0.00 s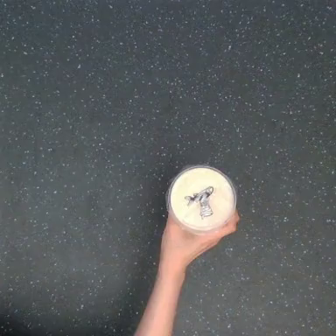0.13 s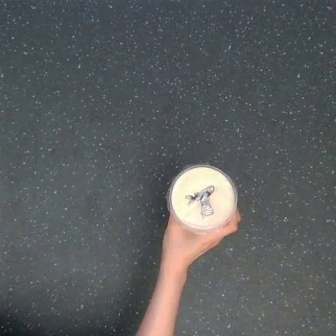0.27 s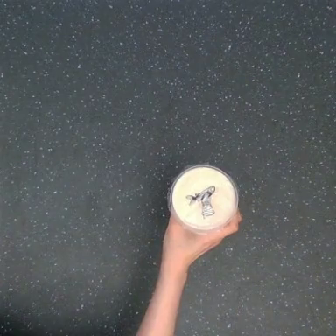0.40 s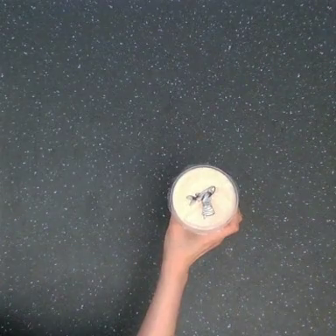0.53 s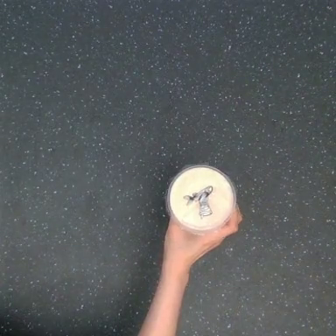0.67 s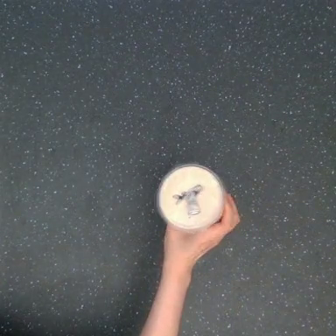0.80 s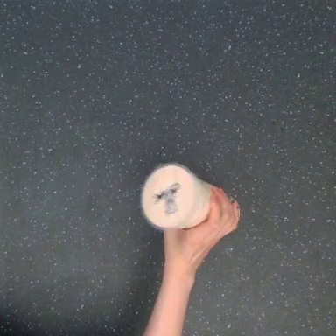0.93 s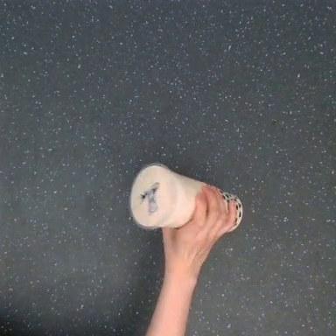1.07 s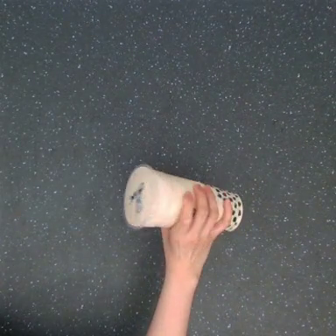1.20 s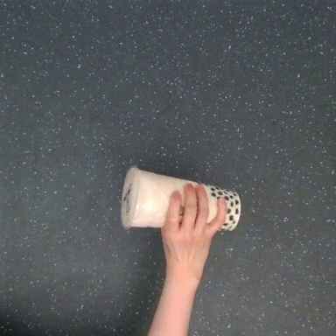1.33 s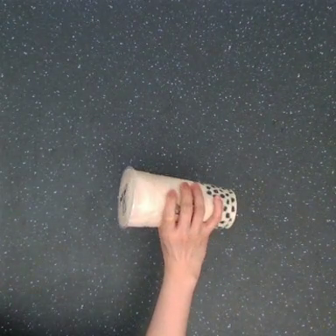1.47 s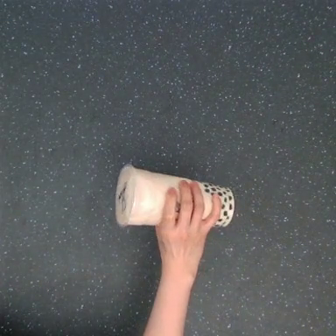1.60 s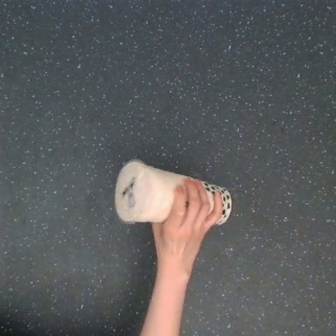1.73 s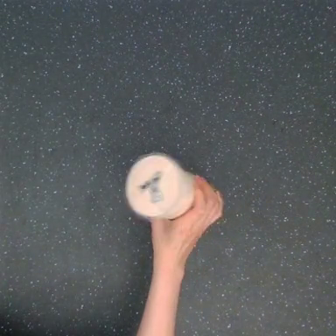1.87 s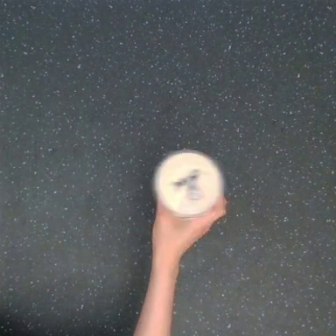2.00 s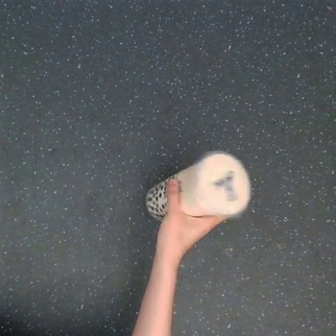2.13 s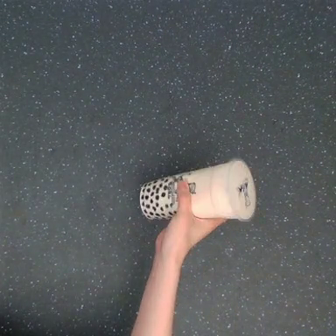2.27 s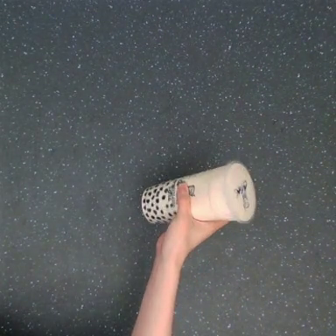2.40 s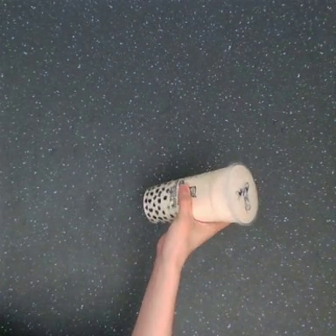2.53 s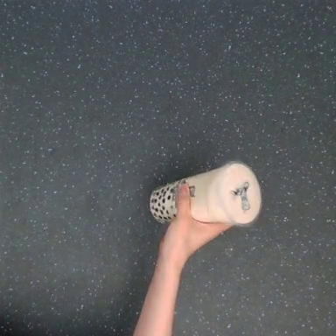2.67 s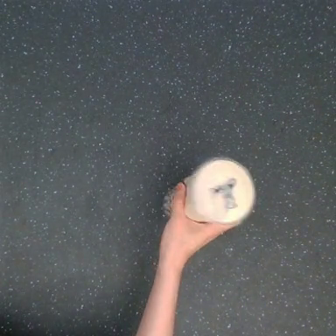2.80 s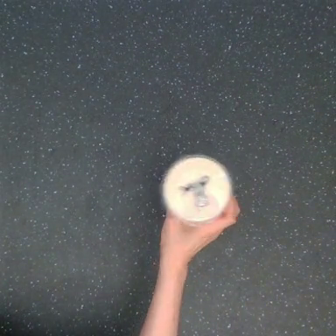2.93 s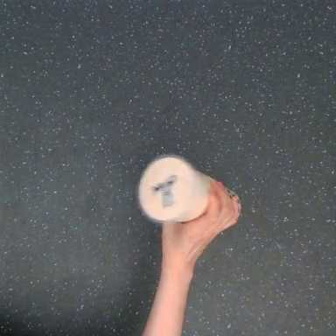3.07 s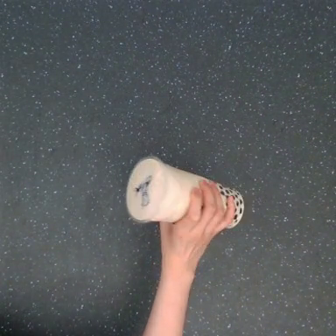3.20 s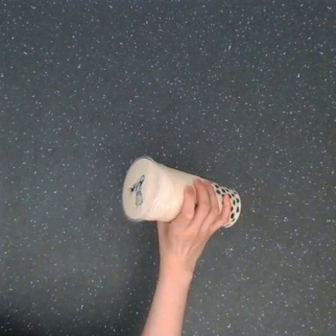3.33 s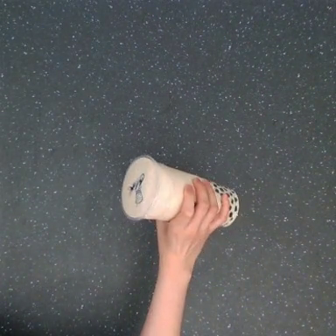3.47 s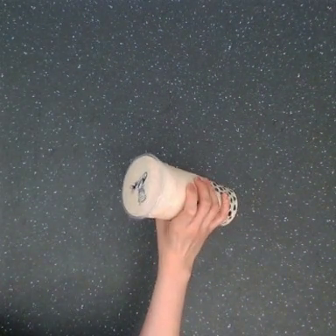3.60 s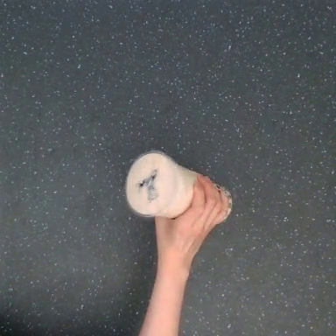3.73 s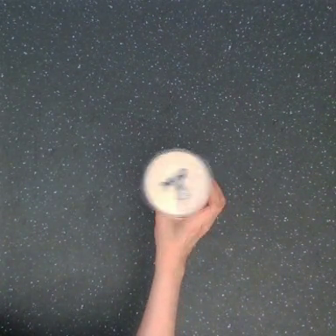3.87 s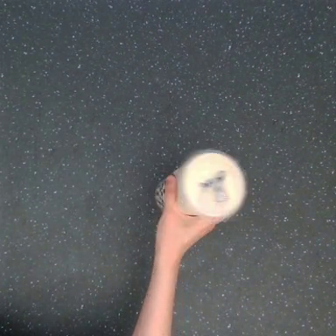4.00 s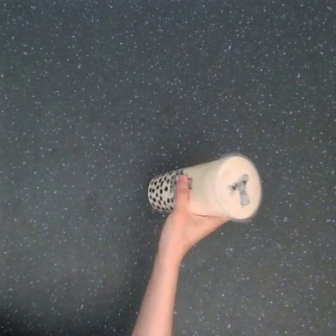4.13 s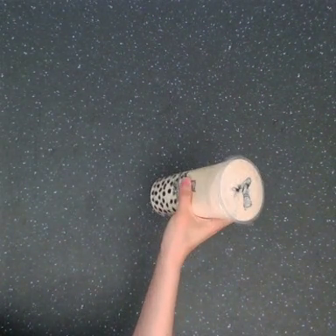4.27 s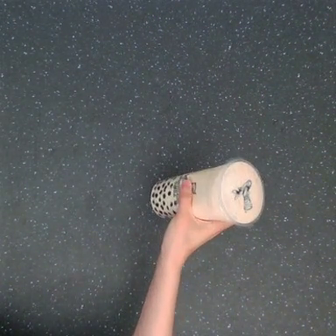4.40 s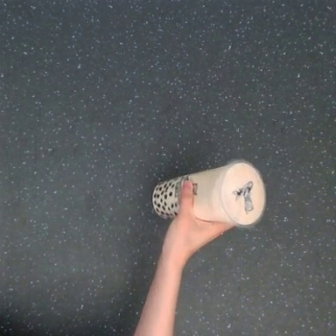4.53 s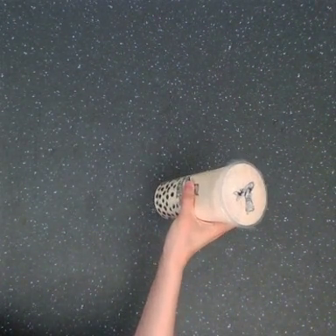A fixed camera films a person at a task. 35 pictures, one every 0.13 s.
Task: shake the boba.
Motion: rotate the object counter-clockwise, then reverse it to rotate it clockwise, repeating this sequence 2 times.
0.00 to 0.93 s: The hand moves only a little.
0.93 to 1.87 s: The hand goes to the left, on a clockwise arc.
1.87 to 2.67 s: The hand moves only a little.
2.67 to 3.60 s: The hand goes to the left.
3.60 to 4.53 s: The hand goes to the right.
